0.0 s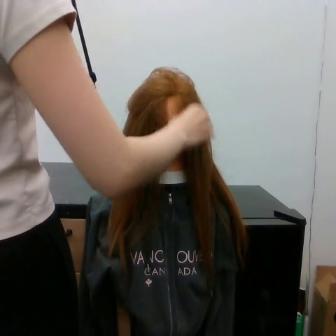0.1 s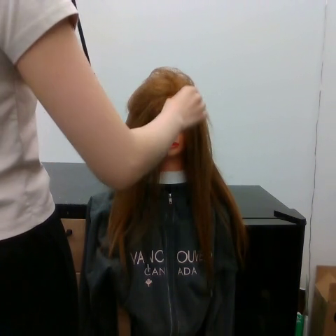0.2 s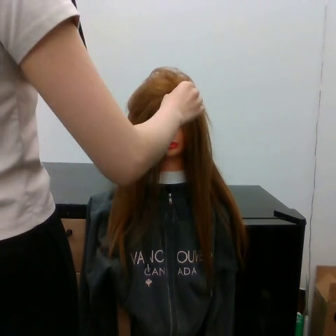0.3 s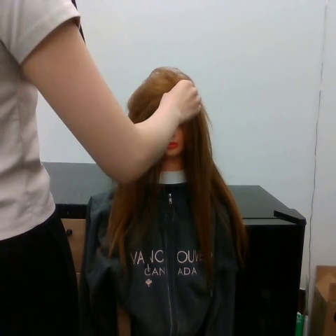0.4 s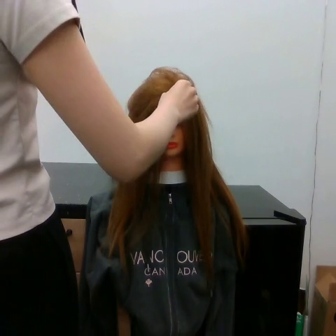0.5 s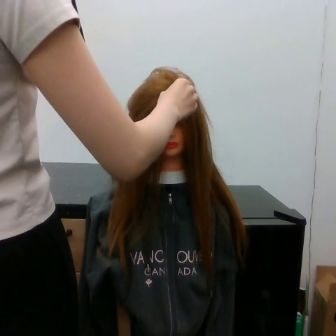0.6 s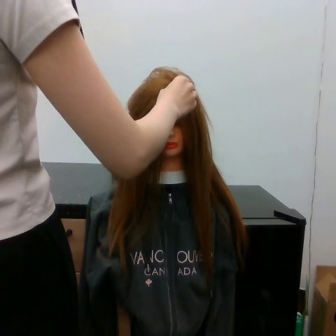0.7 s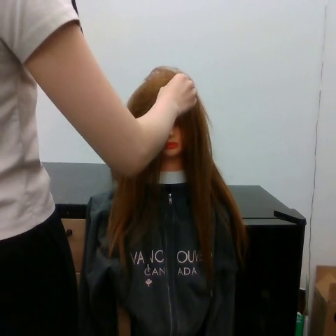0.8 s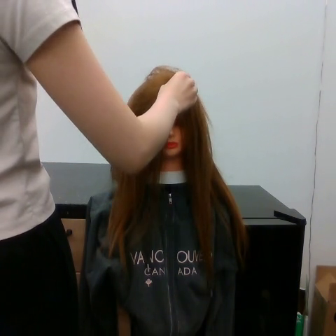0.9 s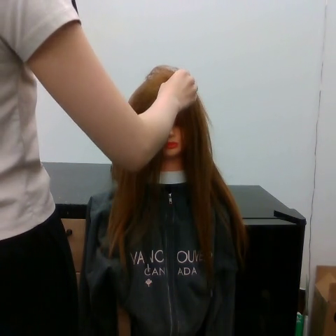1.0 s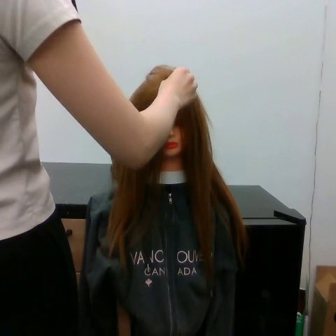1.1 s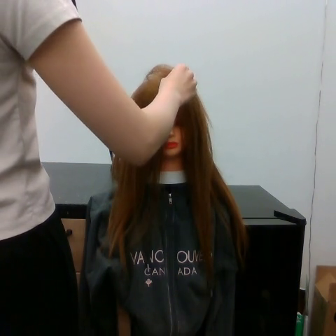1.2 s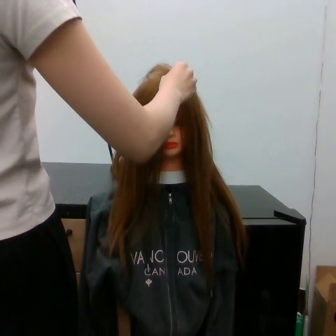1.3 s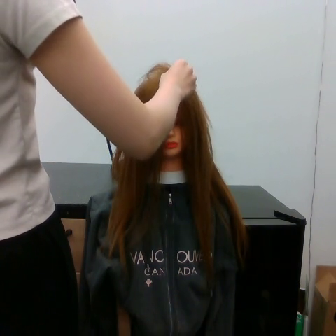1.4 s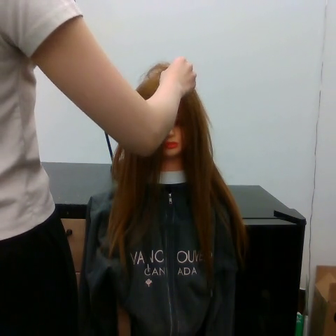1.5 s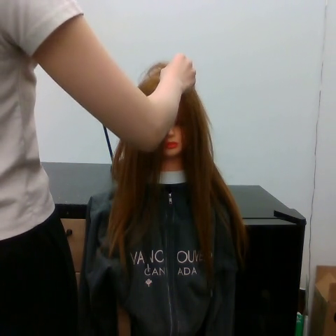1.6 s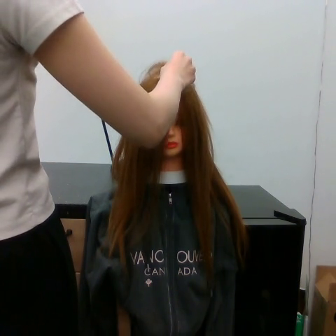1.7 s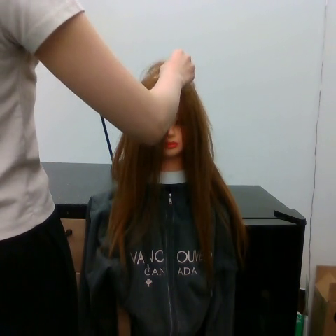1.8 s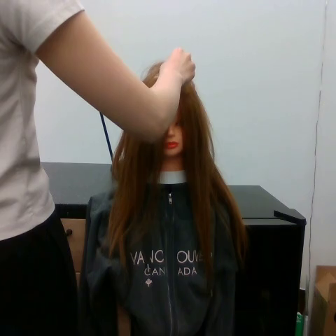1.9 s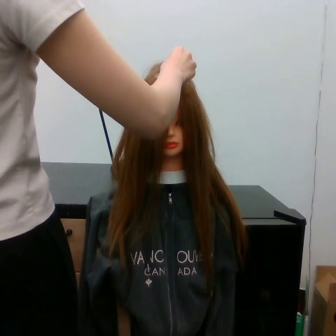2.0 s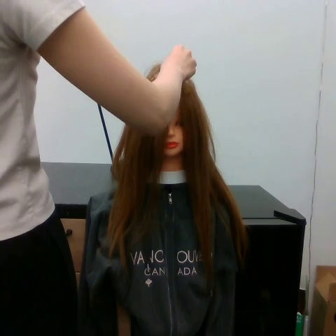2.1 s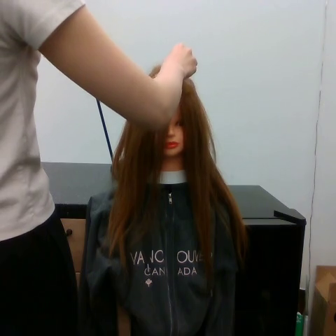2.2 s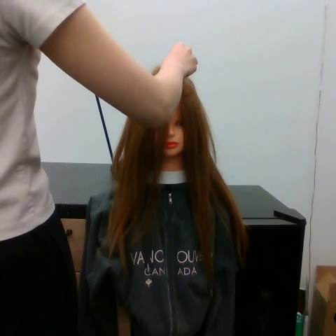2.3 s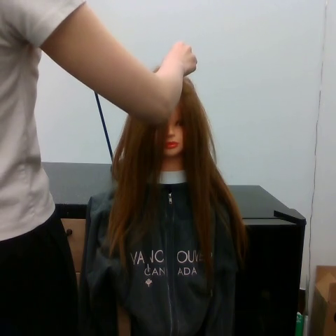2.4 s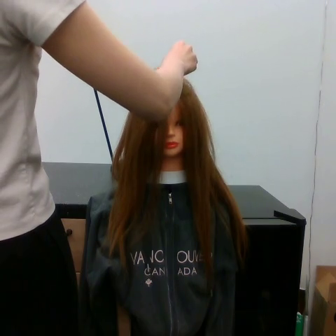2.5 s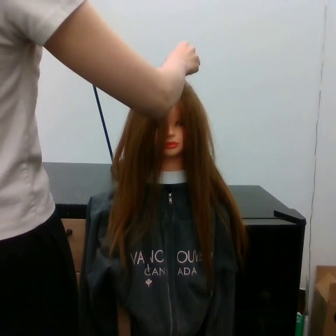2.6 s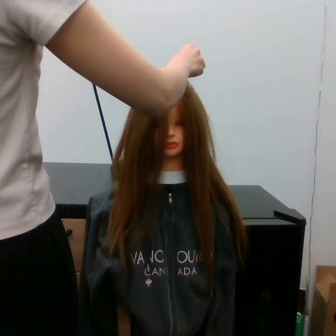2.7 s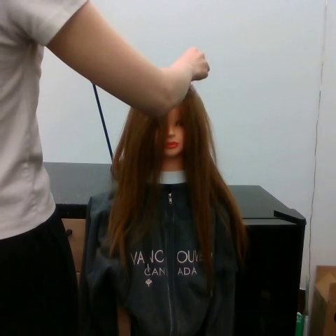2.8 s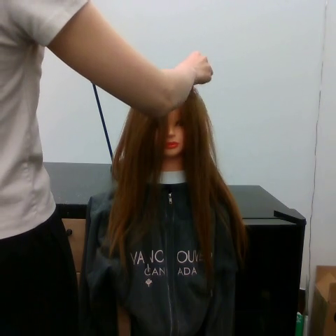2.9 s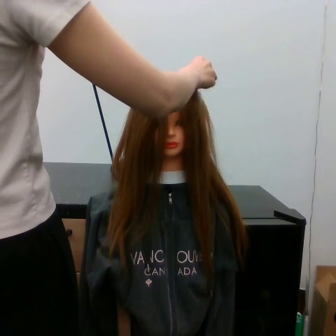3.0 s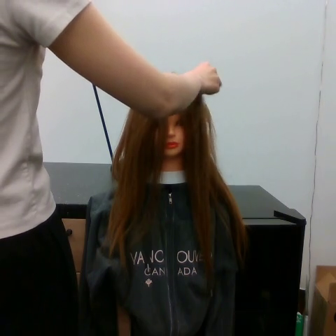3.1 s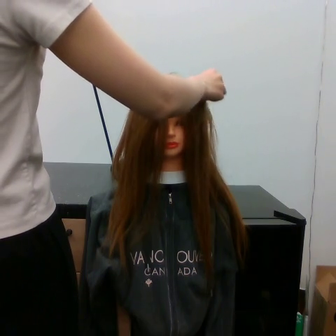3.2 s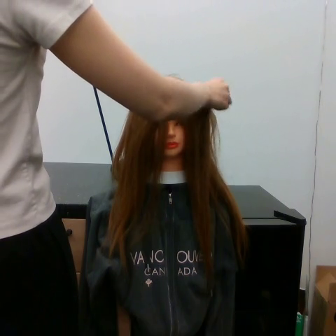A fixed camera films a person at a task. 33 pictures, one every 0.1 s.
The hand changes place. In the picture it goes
upward.
0.0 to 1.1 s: The hand goes upward and to the left.
1.1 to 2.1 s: The hand stays where it is.
2.1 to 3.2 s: The hand goes to the right.
Task: part hair.
